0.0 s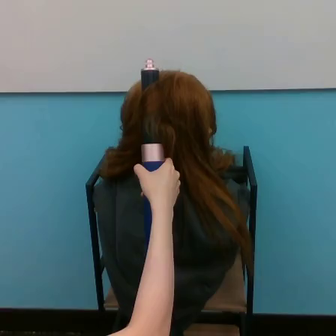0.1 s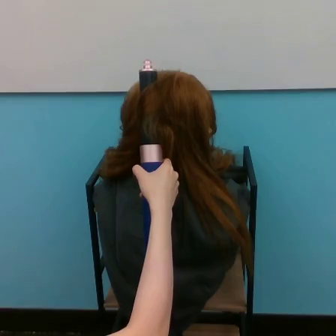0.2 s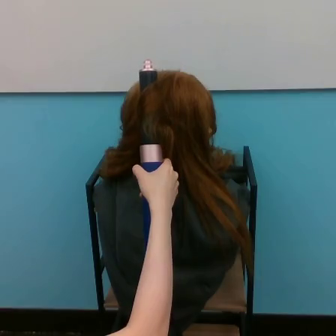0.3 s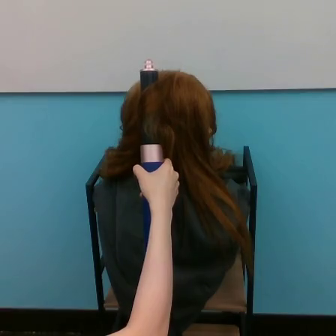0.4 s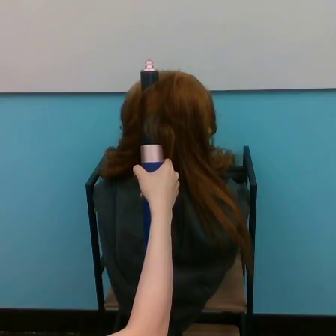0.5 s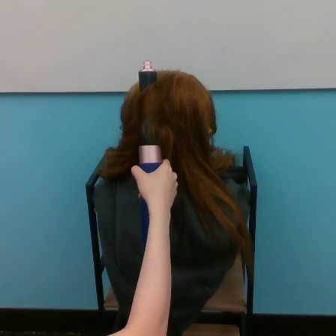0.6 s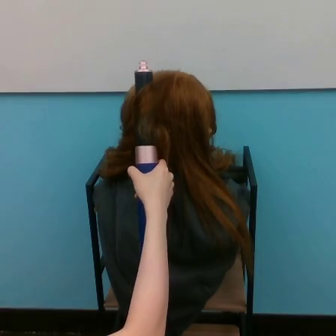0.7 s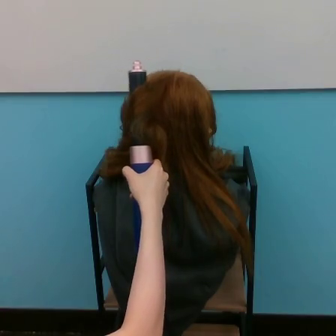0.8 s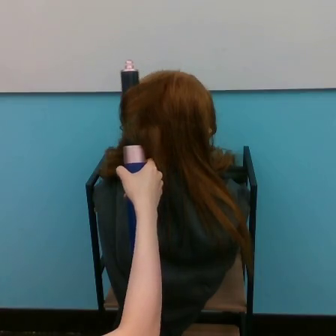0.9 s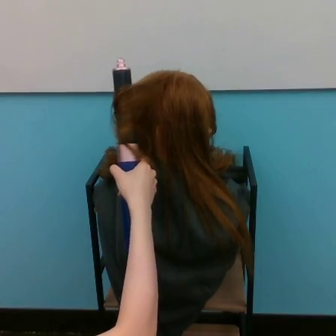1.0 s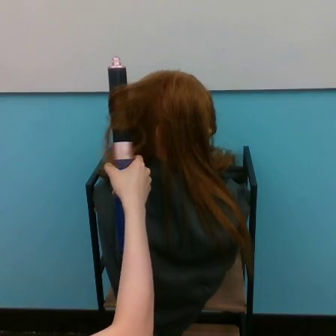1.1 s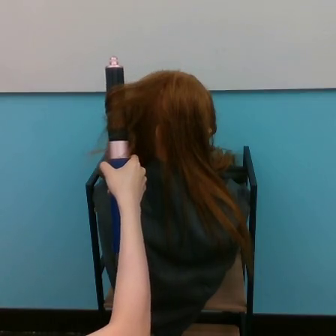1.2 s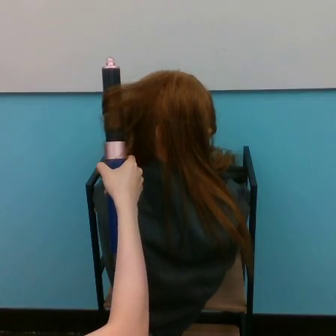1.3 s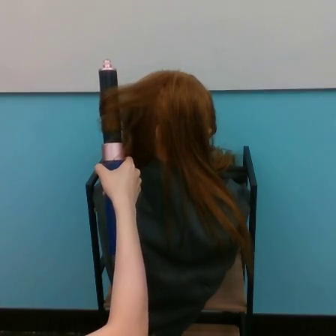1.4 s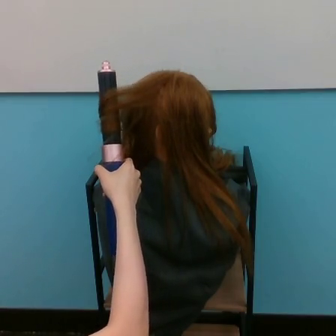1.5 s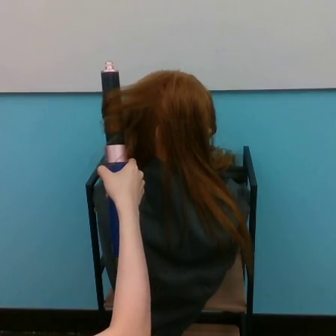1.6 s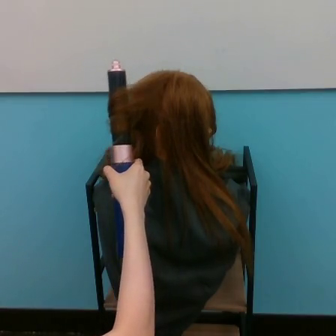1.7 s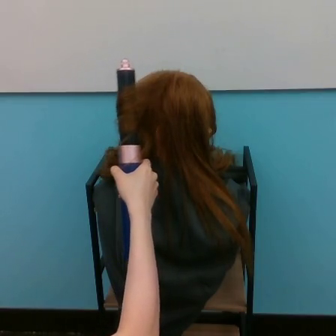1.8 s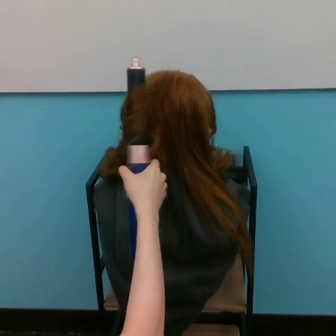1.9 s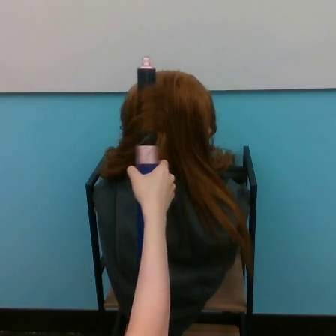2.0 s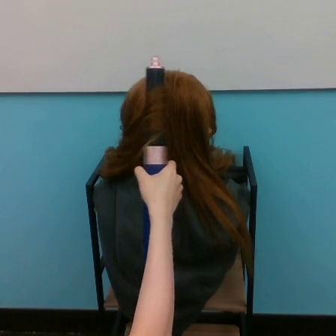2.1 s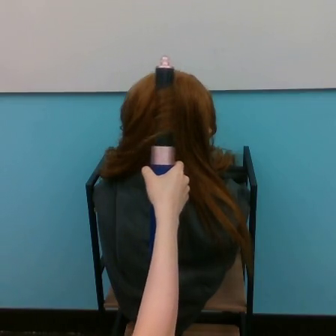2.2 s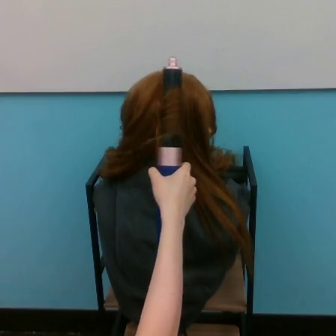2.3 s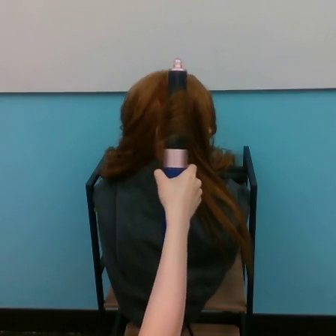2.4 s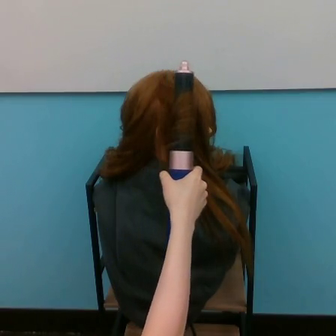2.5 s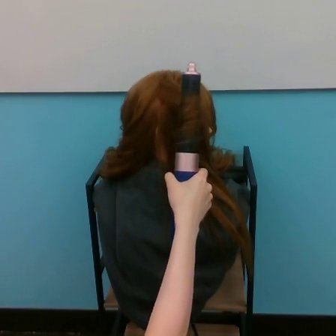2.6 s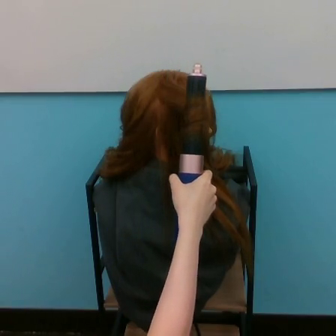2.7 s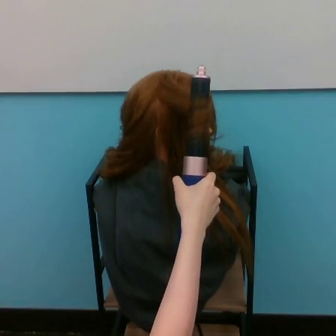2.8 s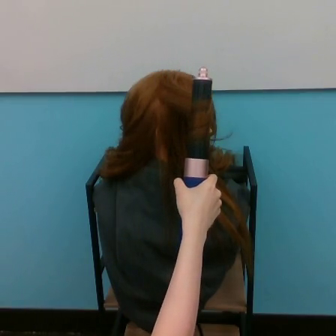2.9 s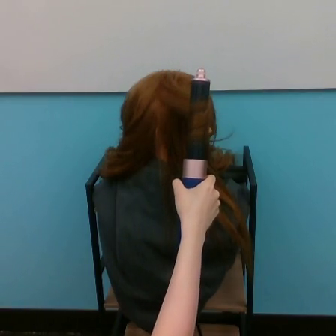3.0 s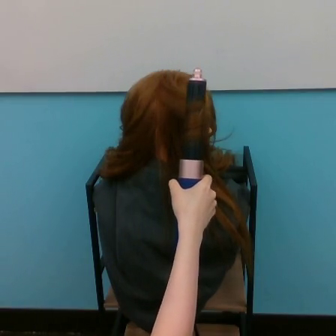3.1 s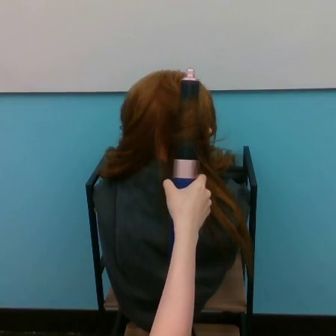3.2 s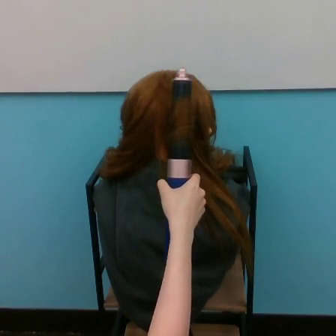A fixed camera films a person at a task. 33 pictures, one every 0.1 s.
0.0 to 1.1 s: The hand goes to the left.
1.1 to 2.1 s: The hand goes to the right.
2.1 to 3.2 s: The hand goes to the right and downward, then to the left.
Task: curl hair.
